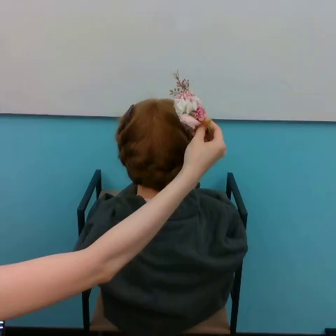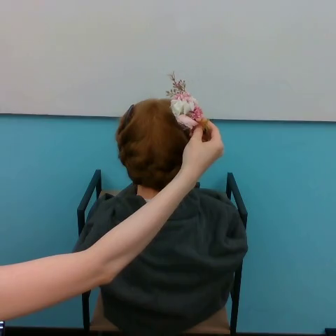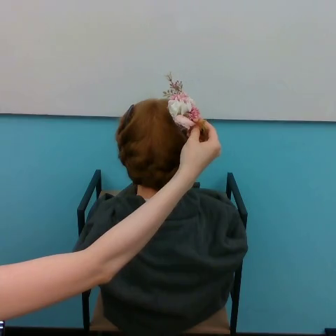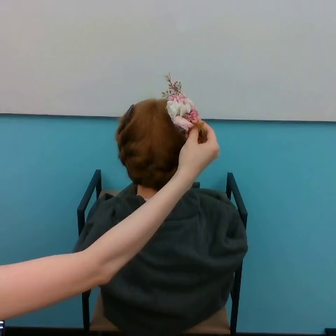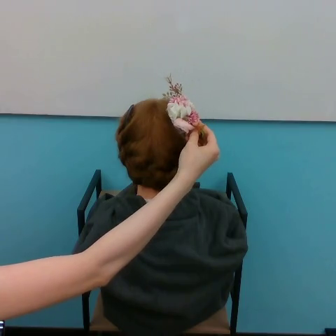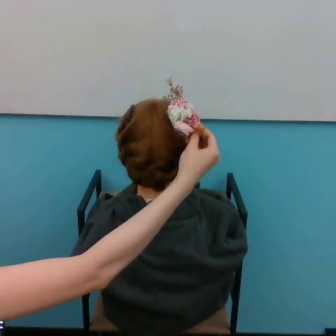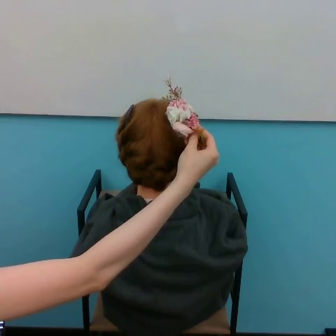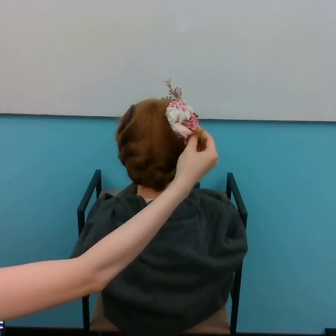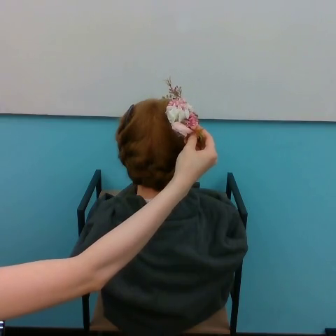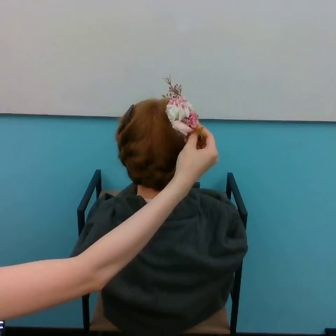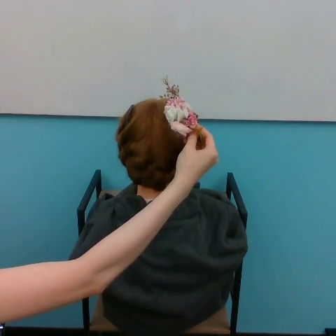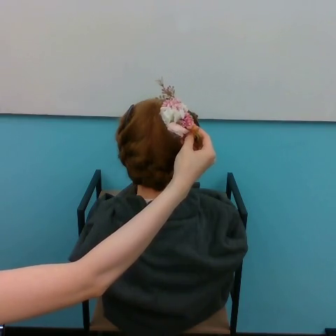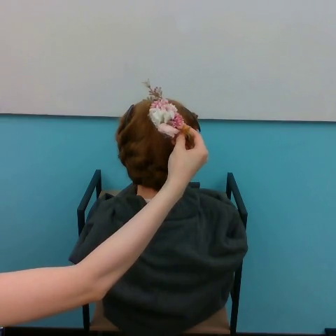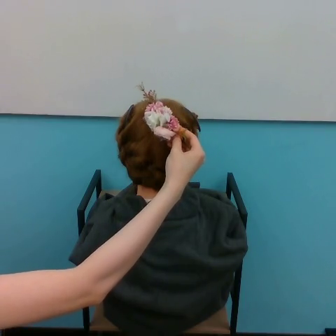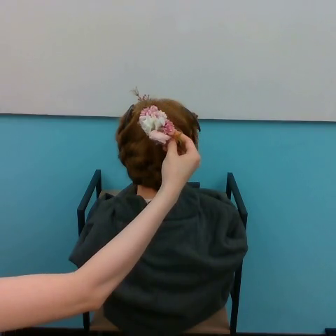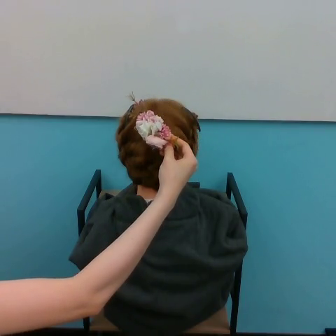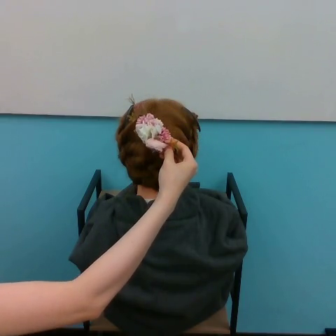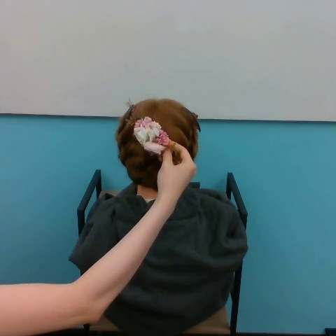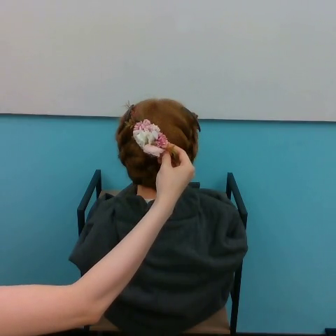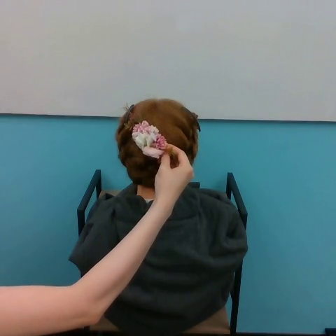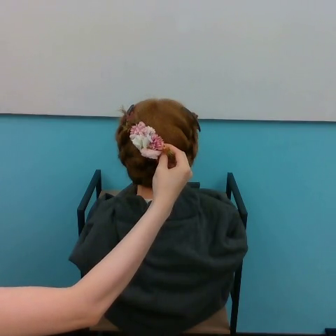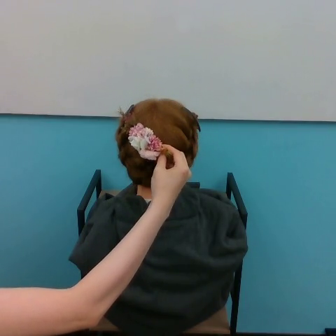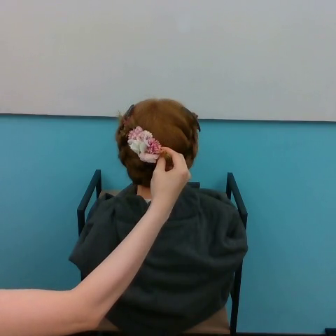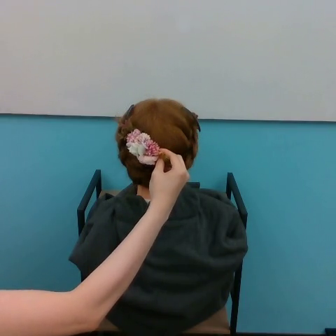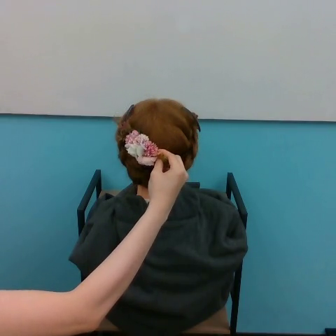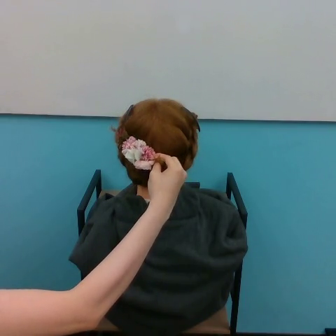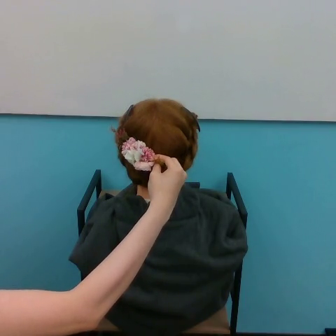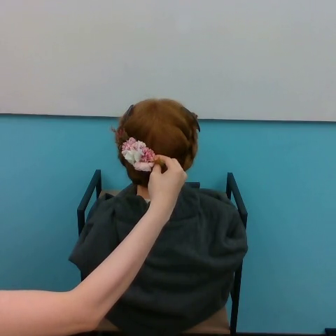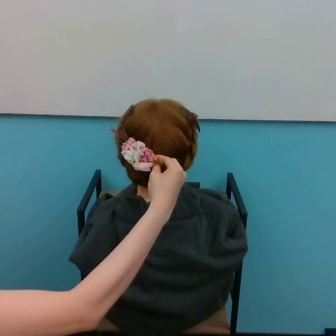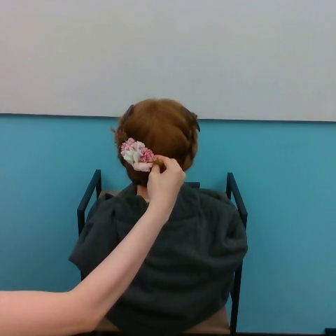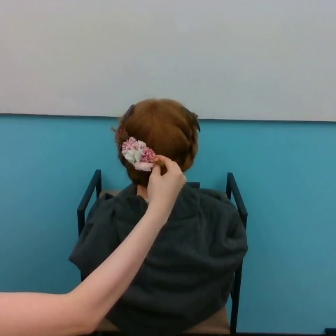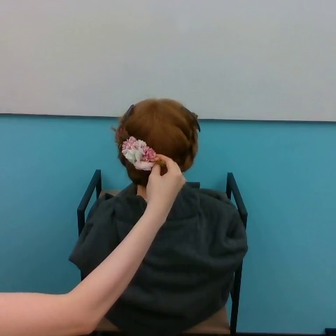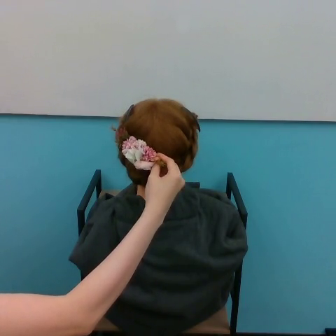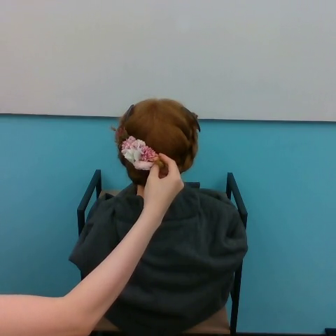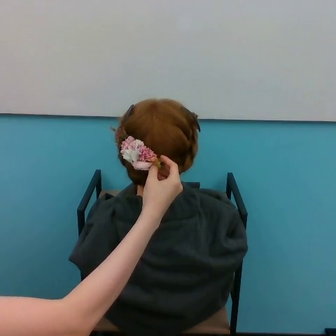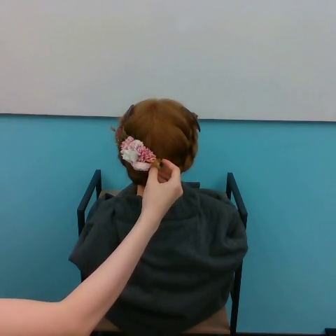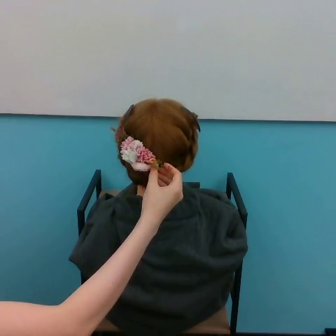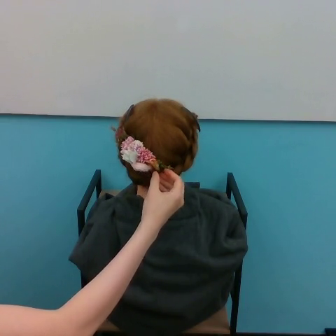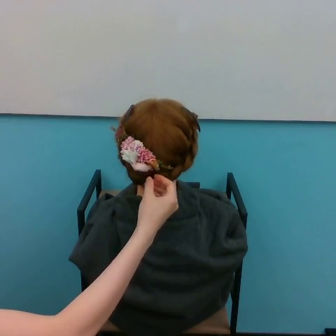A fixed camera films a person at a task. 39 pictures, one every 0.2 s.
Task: tuck flower in hair.
Motion: move downward and to the left.
0.0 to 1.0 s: The hand moves only a little.
1.0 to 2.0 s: The hand stays where it is.
2.0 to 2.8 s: The hand goes to the left.
2.8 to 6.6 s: The hand goes downward and to the left.
6.6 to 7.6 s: The hand goes downward.
